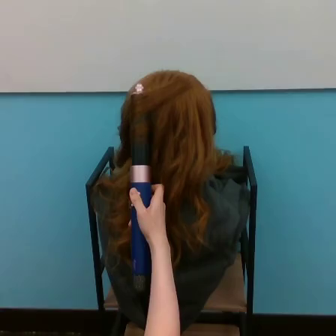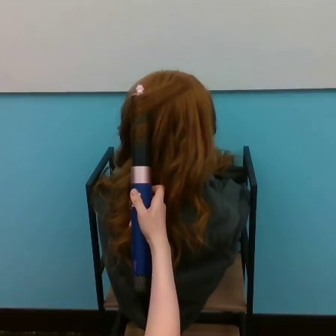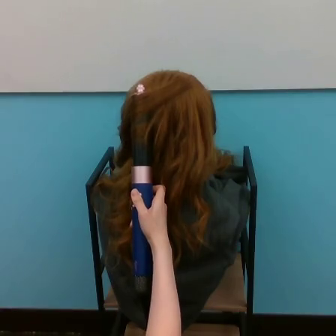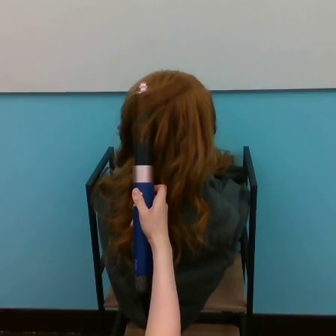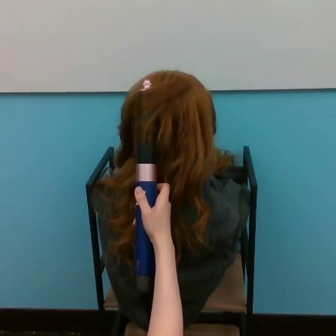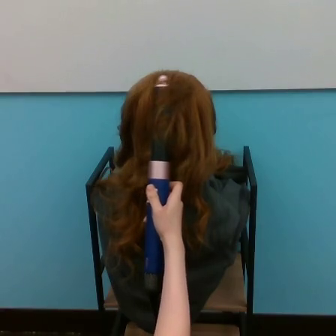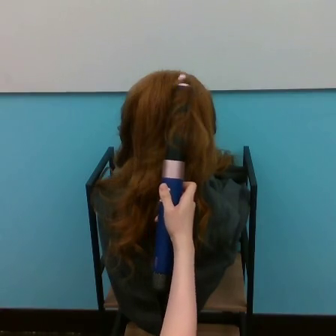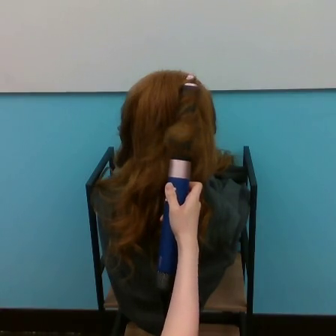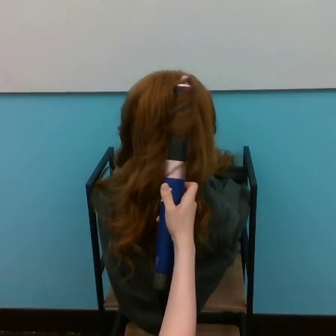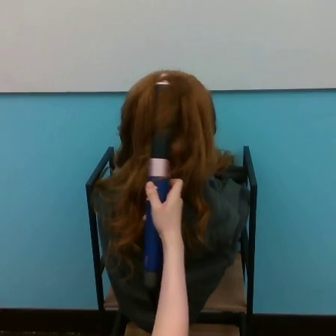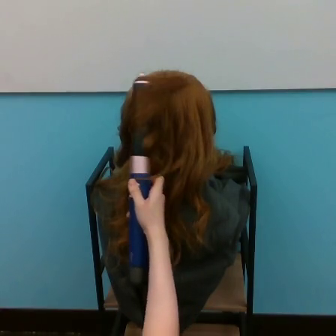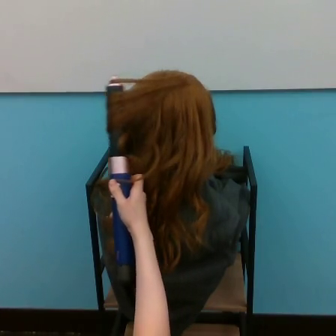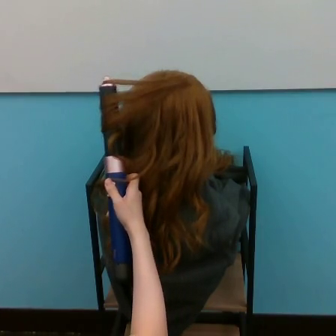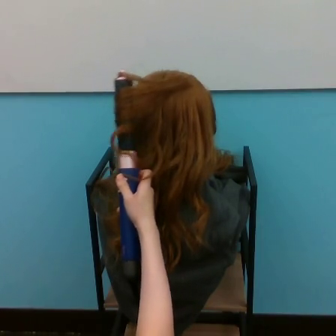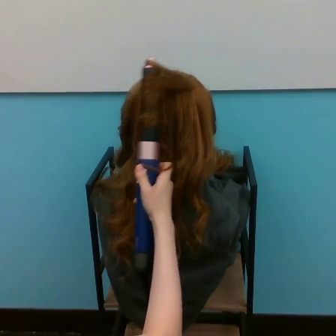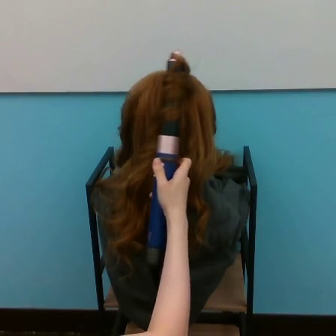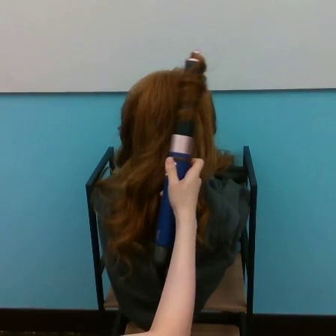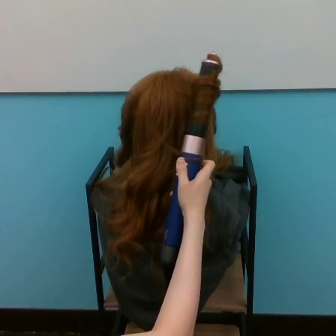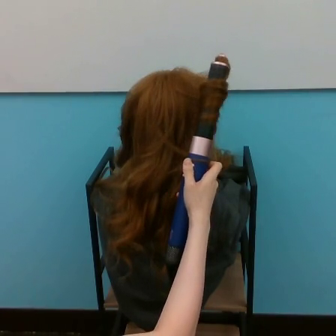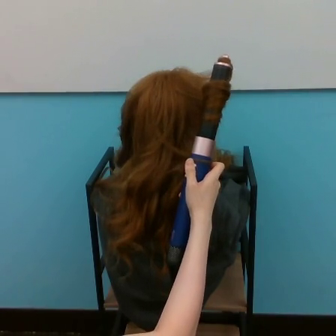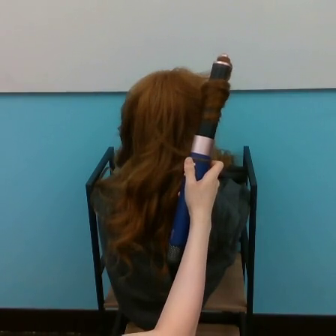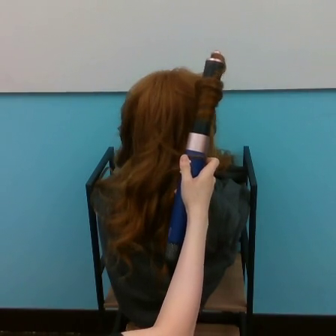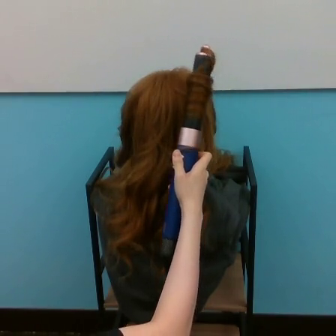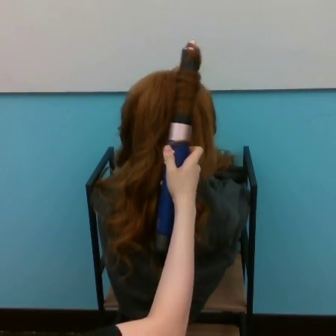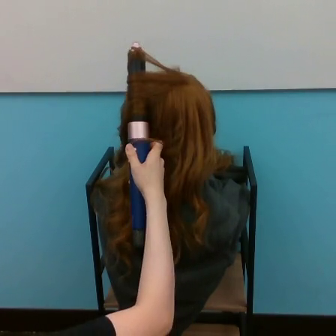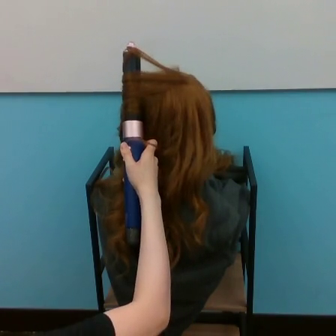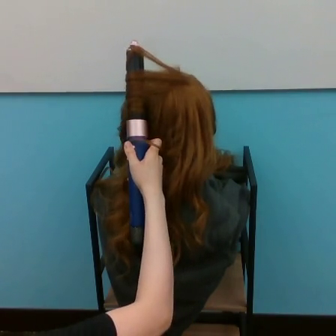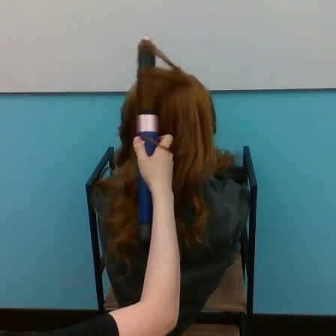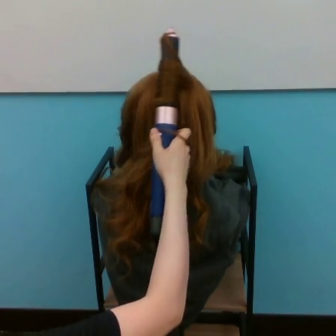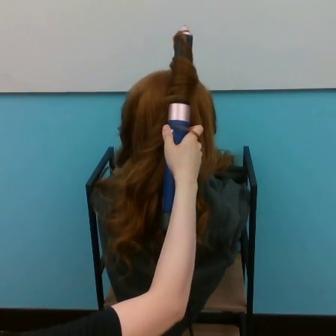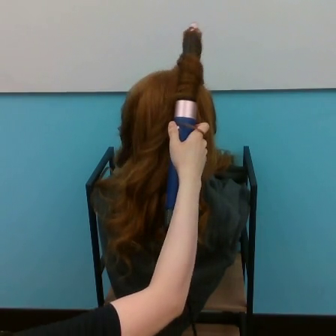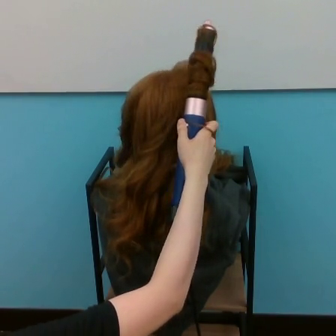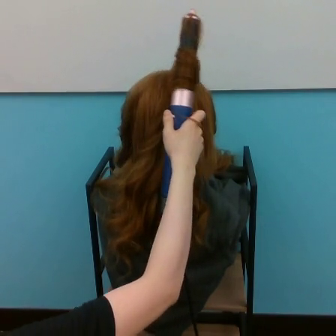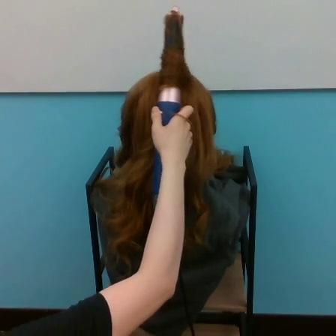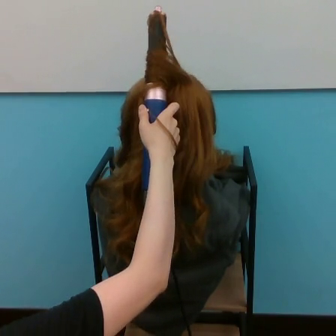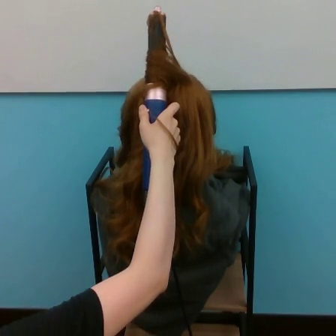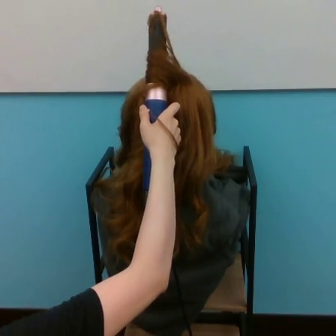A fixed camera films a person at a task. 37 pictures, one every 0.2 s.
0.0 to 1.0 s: The hand goes to the right.
1.0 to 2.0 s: The hand goes to the left.
2.0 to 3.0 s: The hand goes to the right and upward.
3.0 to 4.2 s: The hand goes to the right.
4.2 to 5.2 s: The hand goes to the left.
5.2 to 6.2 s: The hand goes to the right.
6.2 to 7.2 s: The hand goes to the left and upward.
Task: curl hair.
Motion: move upward, making horizontal oscillations to the left and to the right.
